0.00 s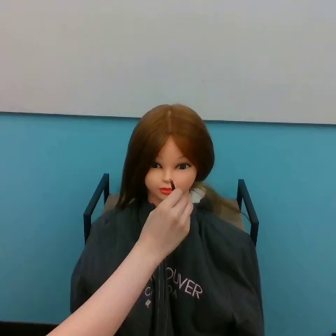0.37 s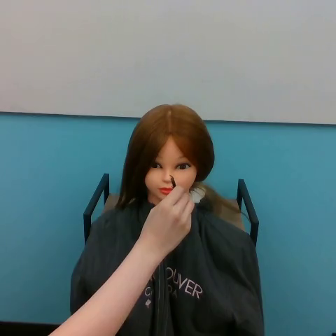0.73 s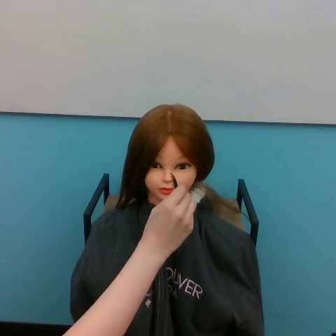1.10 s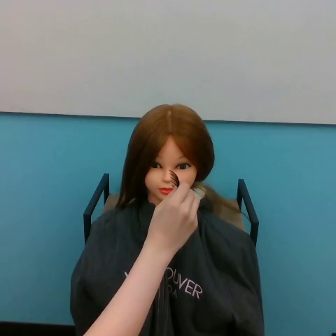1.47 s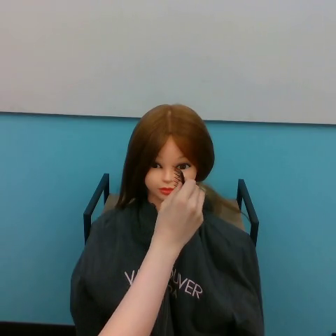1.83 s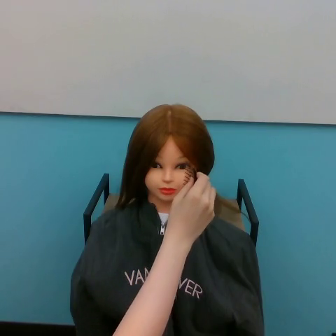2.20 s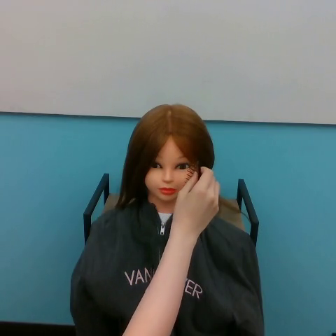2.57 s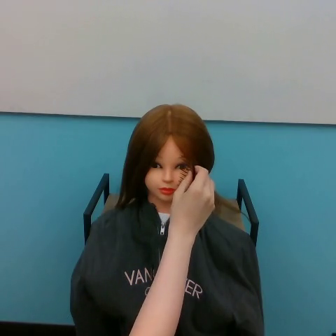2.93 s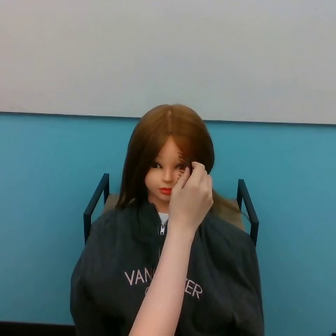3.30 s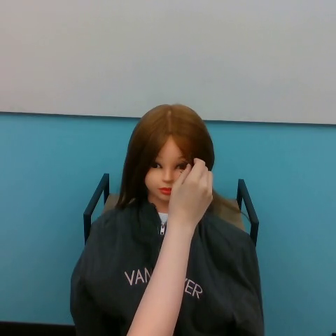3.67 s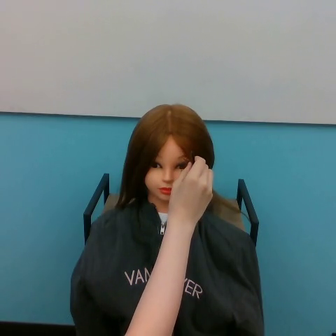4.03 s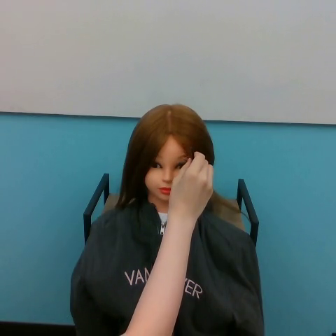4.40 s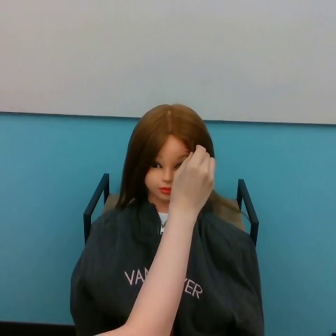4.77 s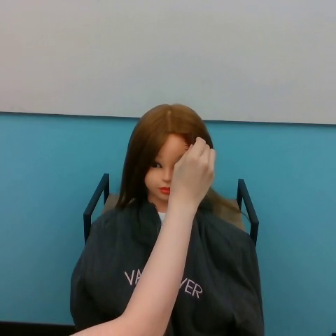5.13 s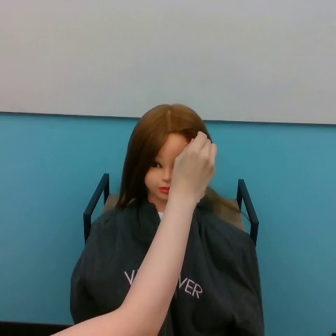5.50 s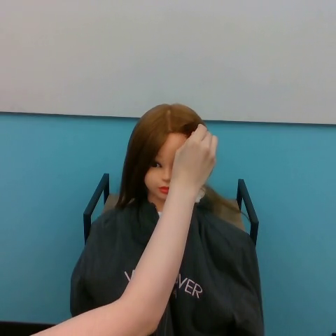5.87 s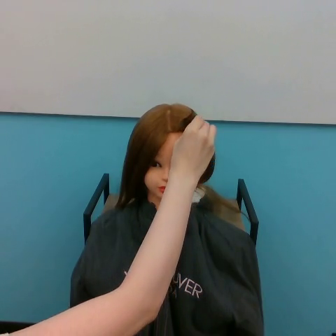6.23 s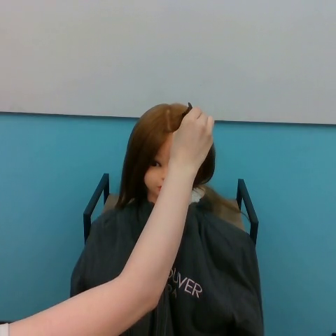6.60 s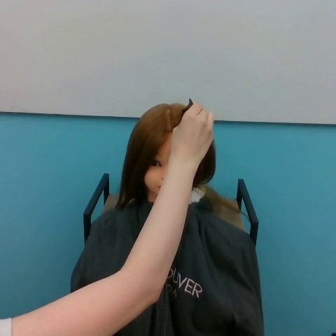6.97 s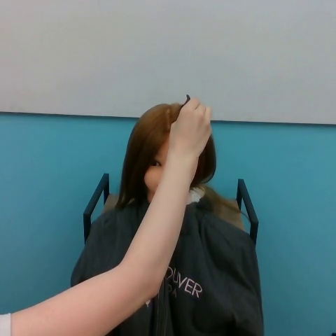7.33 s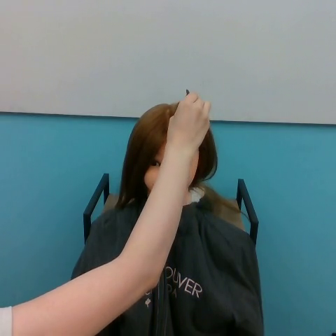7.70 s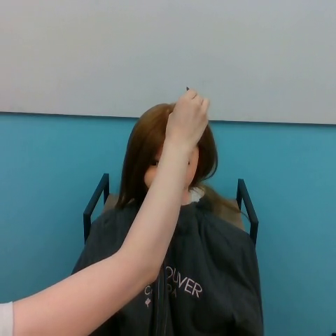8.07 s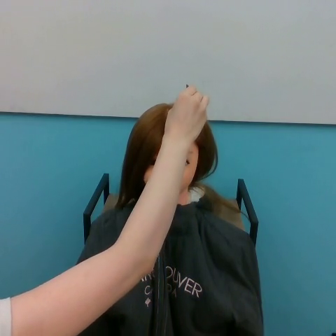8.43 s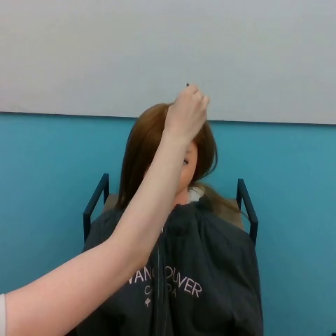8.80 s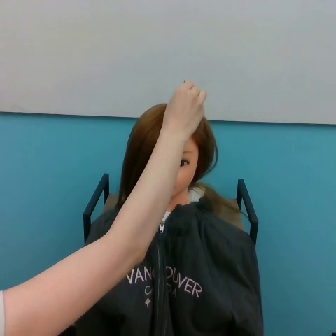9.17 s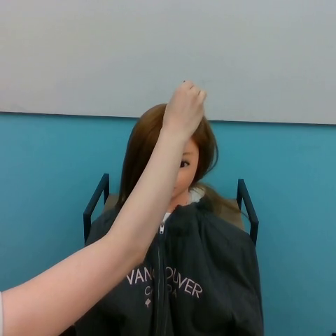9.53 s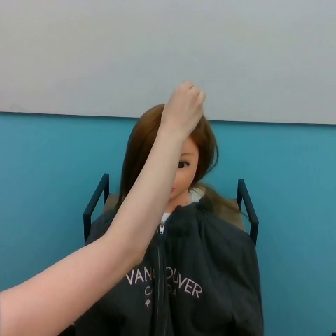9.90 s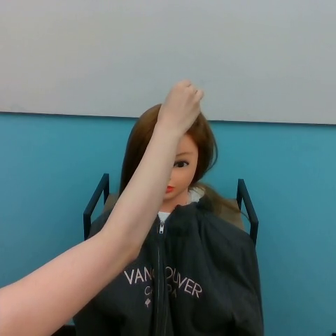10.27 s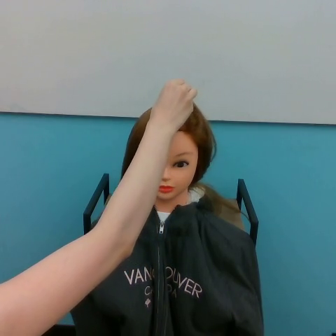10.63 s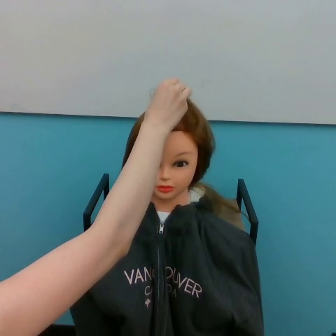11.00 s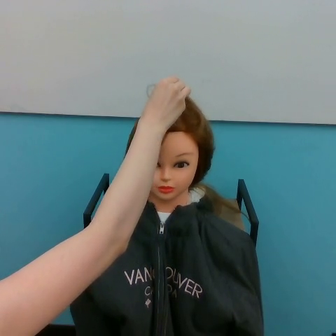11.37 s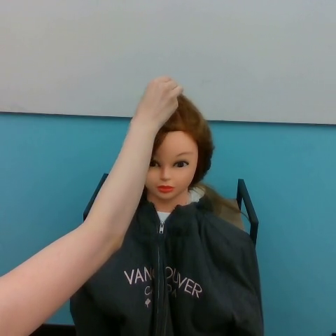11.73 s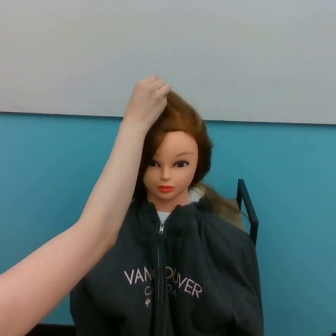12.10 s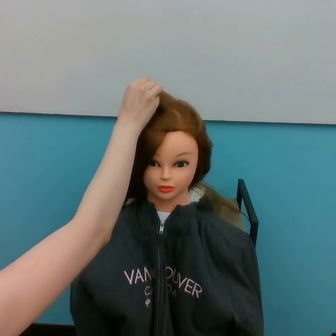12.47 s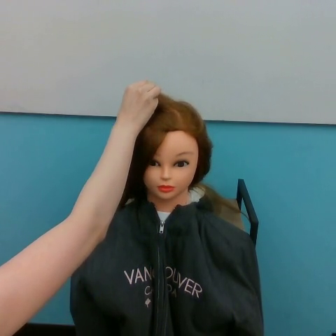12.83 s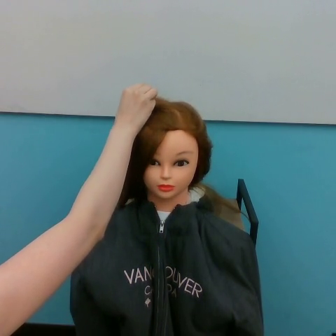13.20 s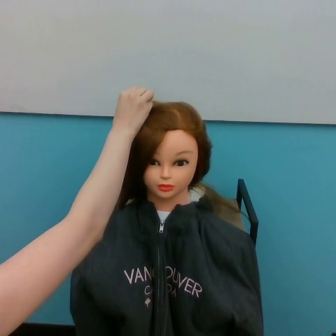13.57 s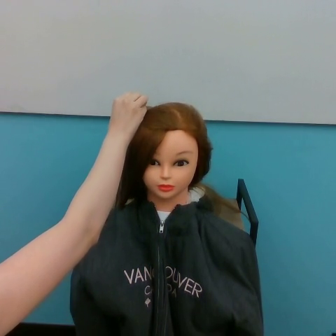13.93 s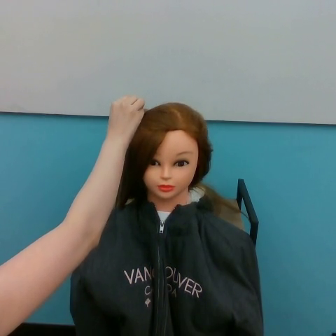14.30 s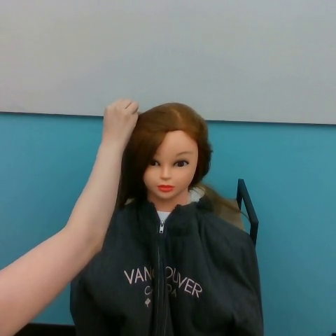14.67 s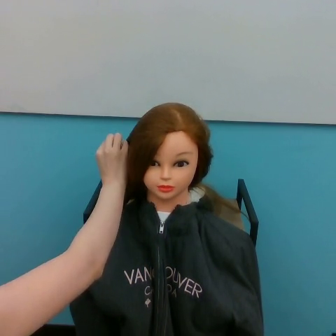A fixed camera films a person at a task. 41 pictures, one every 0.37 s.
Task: part hair.
Motion: move upward and to the right shortly, move upward, then move downward and to the left.
0.00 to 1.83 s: The hand goes to the right and upward.
1.83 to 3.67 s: The hand goes upward.
3.67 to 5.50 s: The hand goes upward.
5.50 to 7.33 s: The hand goes upward.
7.33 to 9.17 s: The hand goes upward.
9.17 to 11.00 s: The hand goes to the left.
11.00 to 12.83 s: The hand goes to the left.
12.83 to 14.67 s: The hand goes downward and to the left.
